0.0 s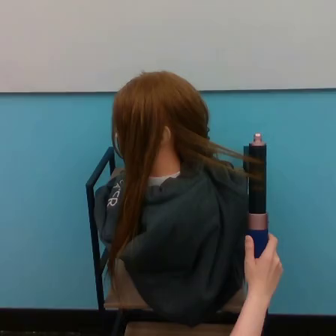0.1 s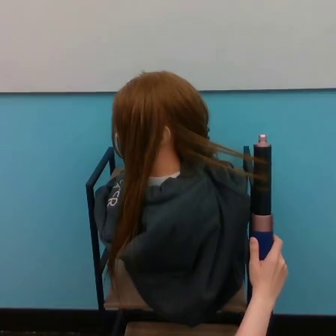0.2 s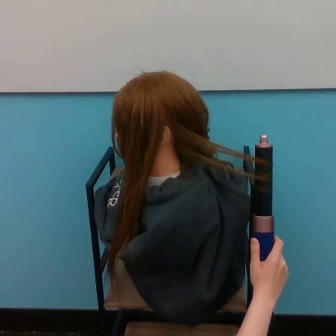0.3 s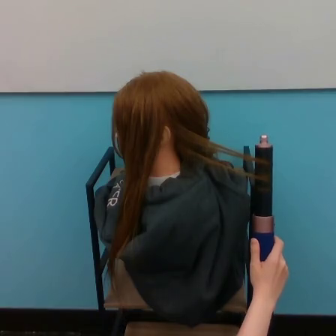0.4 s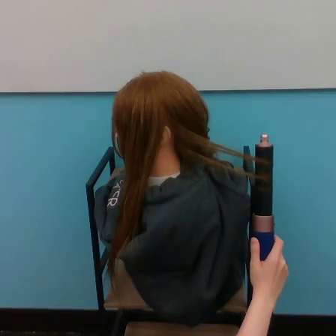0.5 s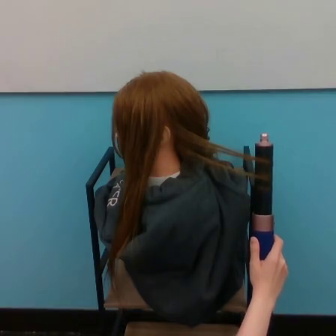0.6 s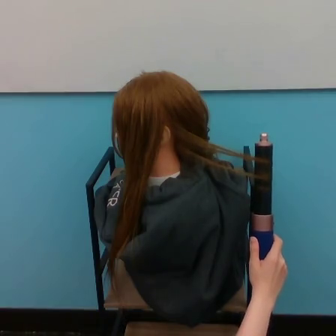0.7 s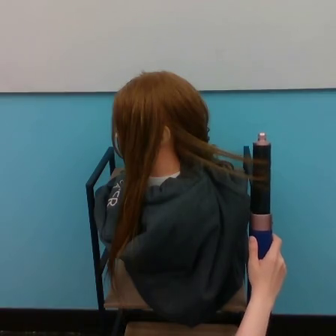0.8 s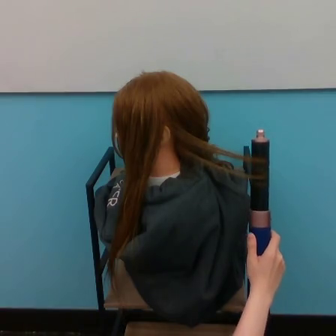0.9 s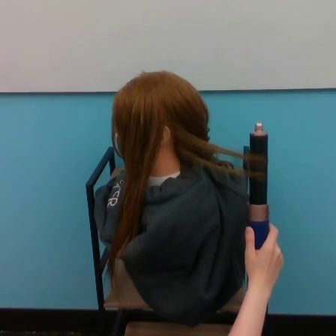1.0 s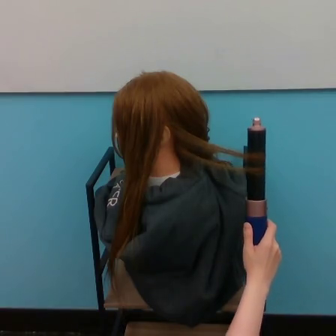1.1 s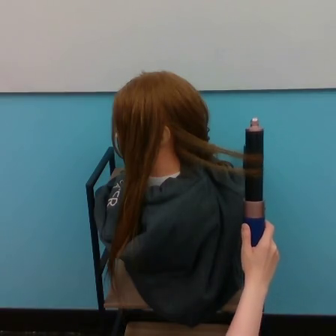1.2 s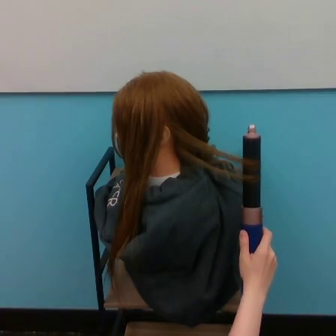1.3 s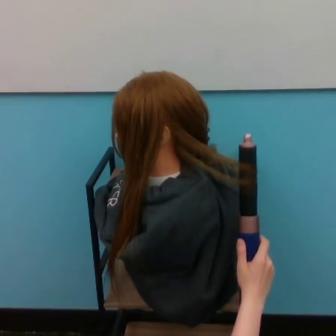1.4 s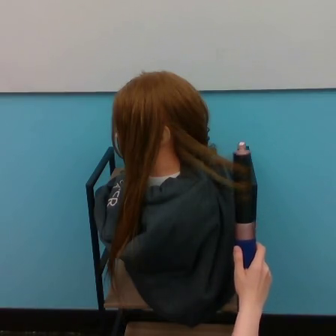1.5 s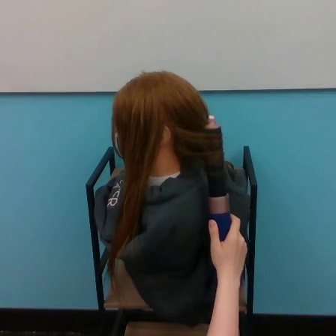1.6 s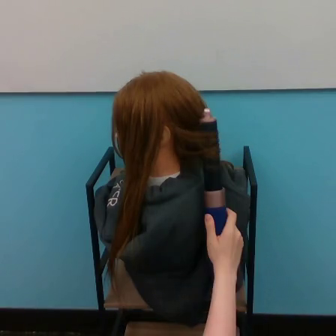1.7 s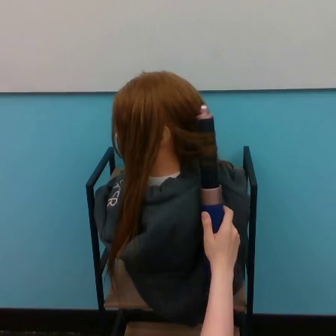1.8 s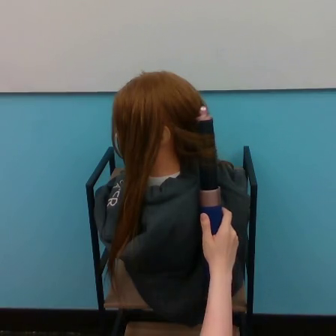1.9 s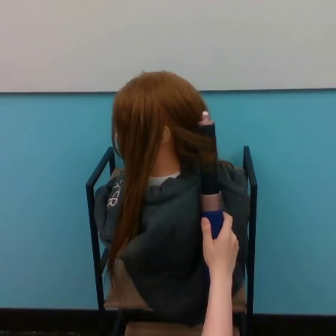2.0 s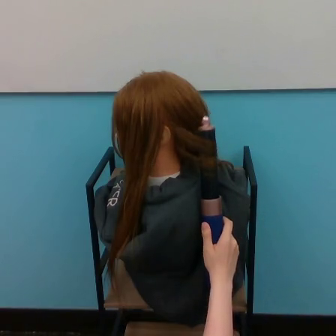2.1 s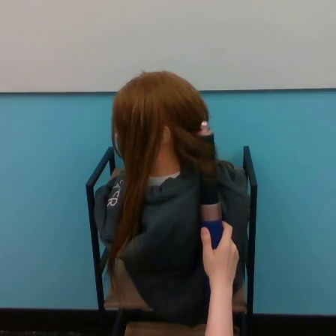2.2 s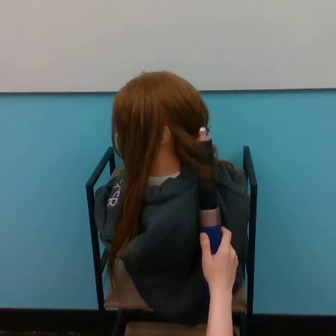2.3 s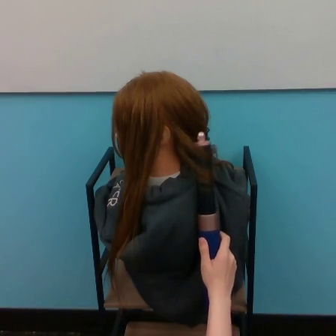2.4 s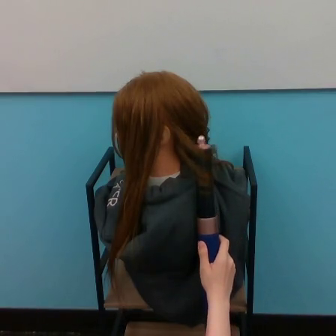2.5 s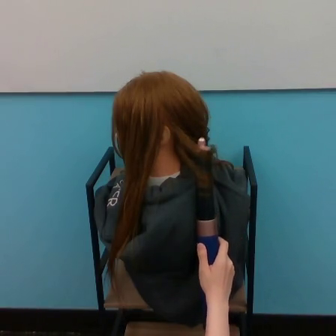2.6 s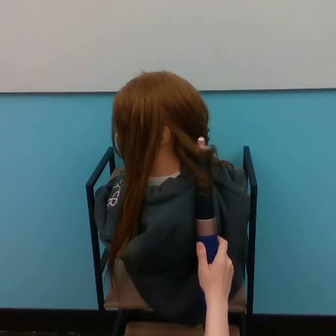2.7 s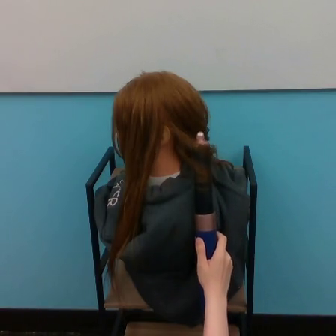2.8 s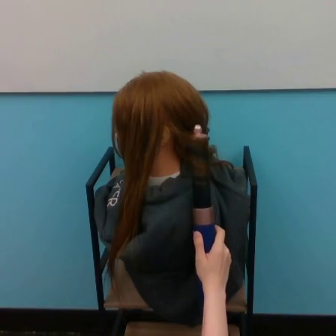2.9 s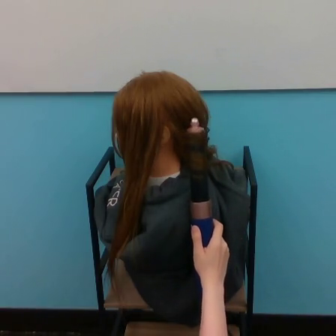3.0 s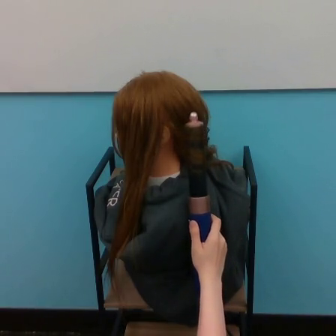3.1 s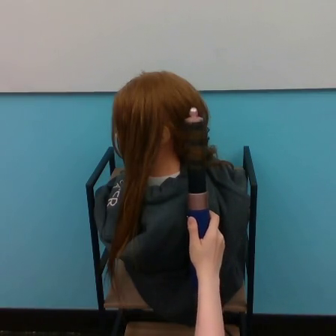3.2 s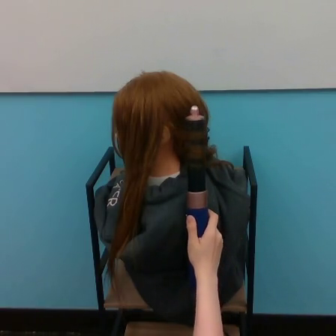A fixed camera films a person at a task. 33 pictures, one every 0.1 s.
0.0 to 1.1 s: The hand moves only a little.
1.1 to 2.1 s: The hand goes to the left, then downward.
2.1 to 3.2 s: The hand goes to the left.
Task: curl hair.
